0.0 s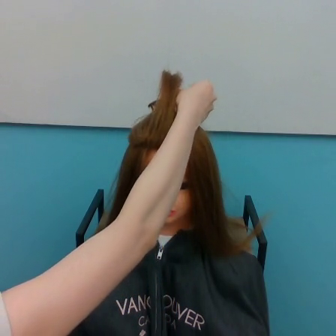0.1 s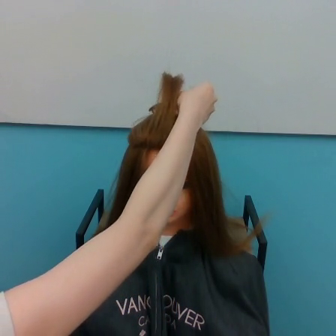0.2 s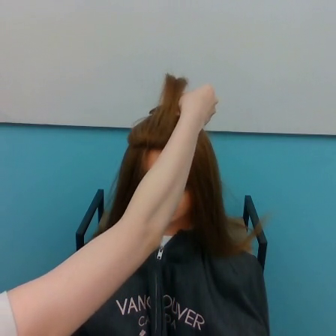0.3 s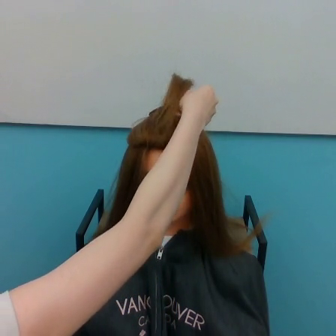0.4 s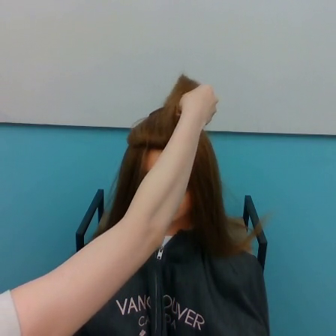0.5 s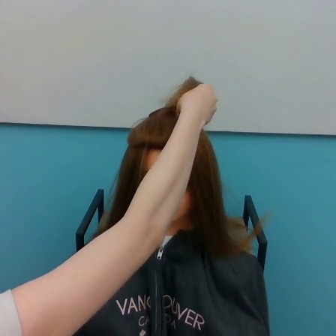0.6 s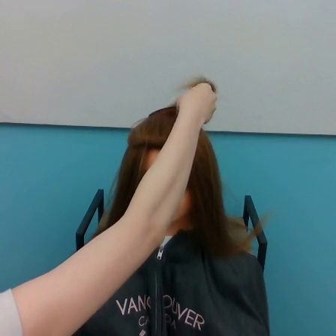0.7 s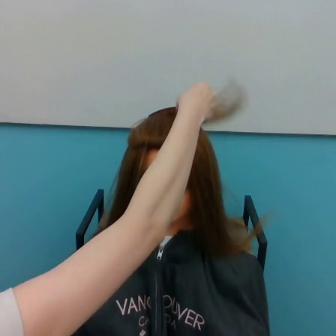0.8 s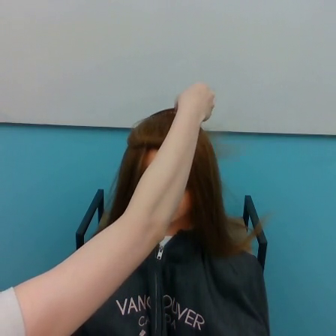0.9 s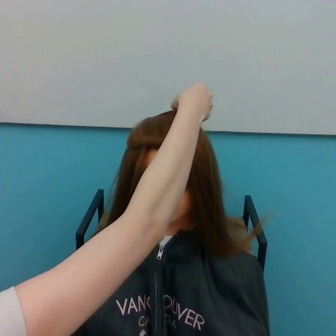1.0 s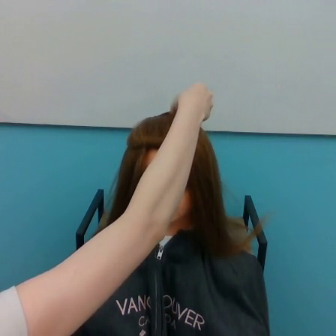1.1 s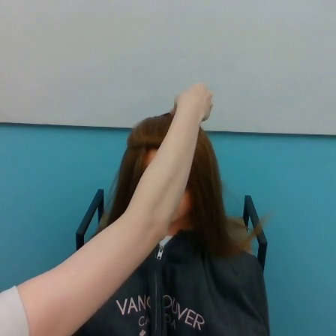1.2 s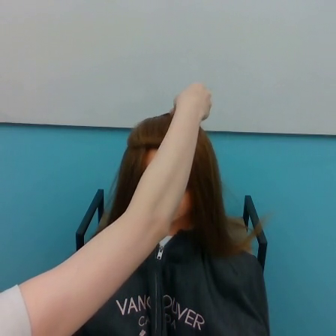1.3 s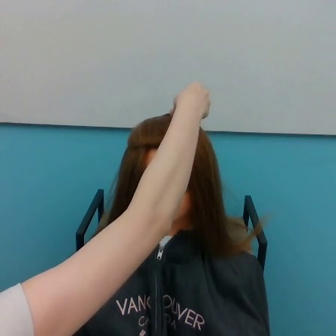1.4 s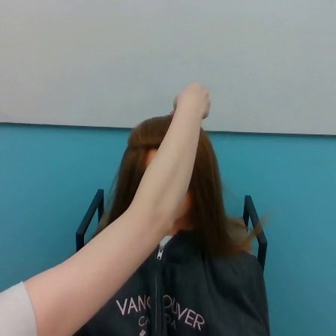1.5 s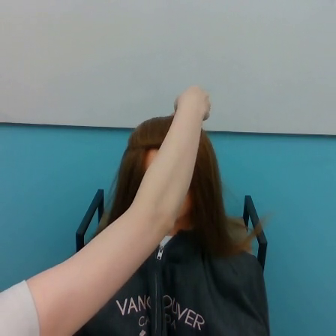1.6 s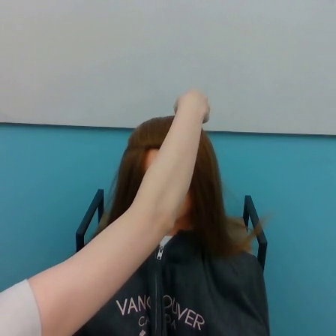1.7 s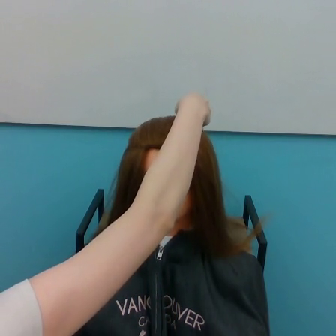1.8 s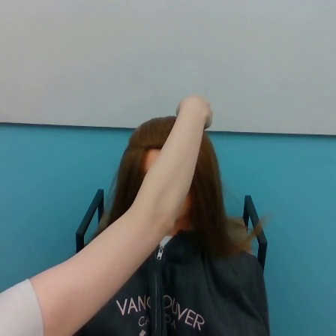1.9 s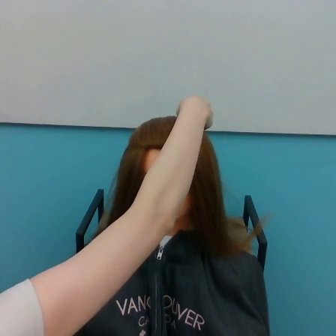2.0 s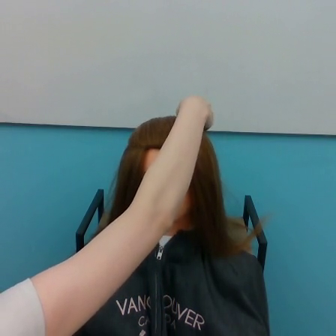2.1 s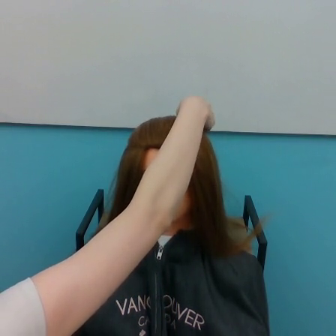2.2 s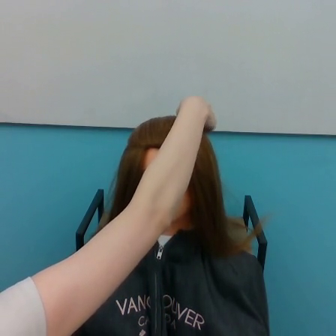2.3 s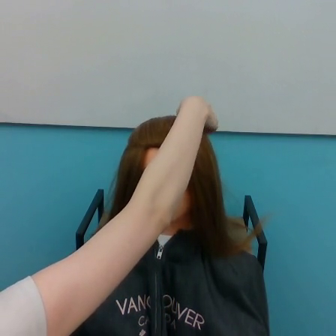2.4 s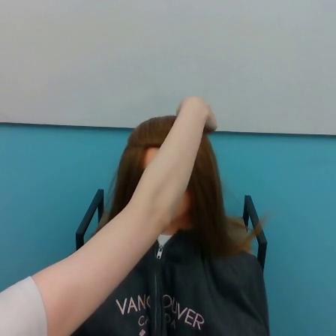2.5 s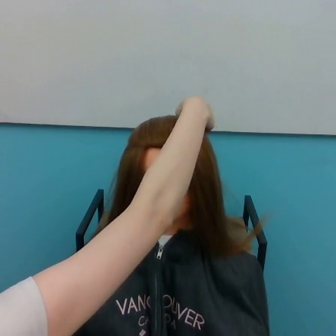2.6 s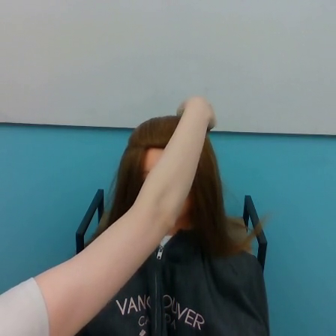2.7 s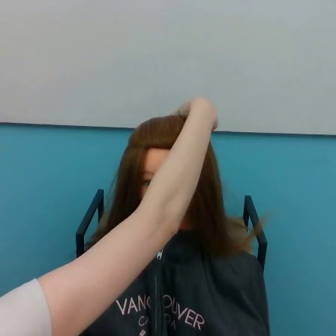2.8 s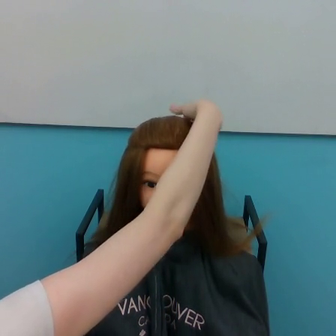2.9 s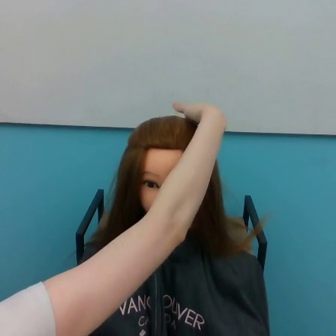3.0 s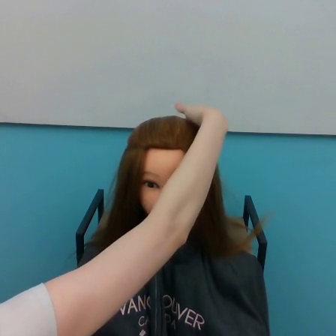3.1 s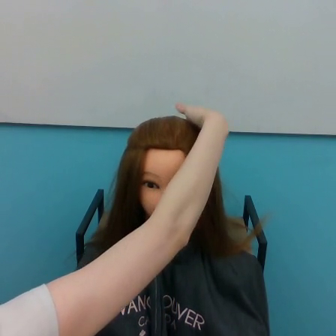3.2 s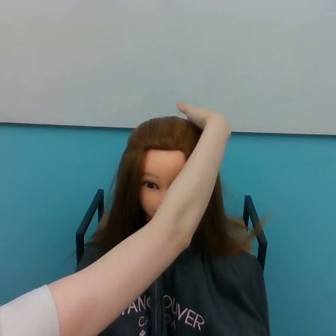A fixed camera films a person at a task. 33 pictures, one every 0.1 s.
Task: tidy front hair.
0.0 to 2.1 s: The hand moves only a little.
2.1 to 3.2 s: The hand stays where it is.
